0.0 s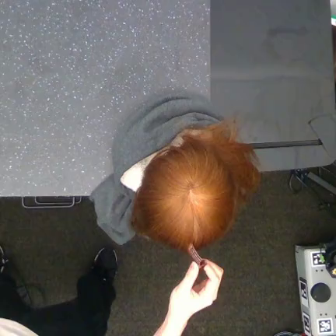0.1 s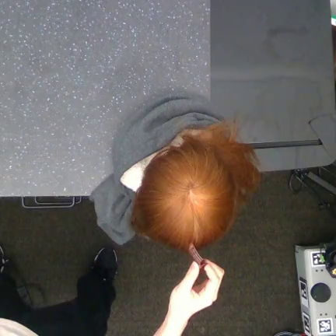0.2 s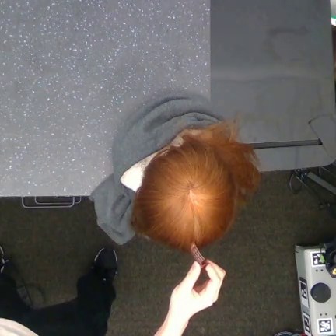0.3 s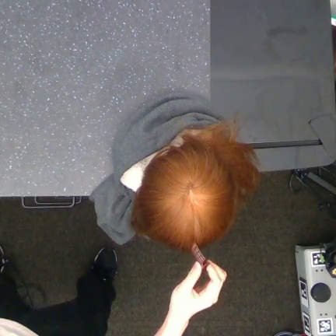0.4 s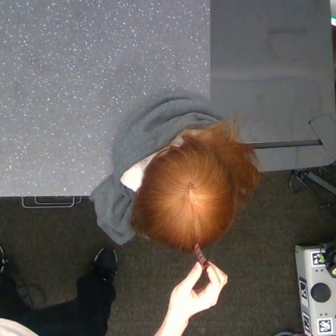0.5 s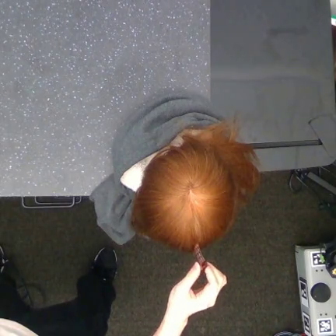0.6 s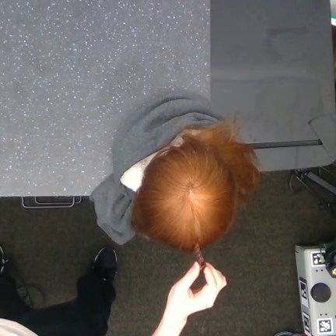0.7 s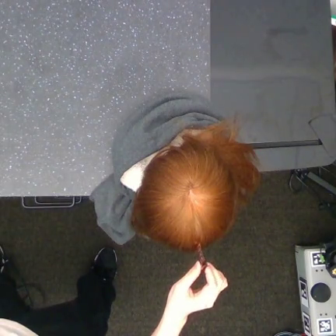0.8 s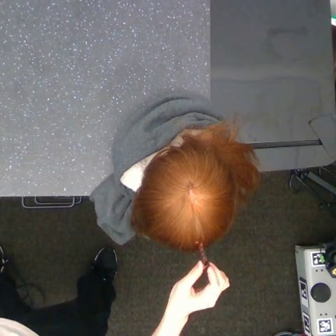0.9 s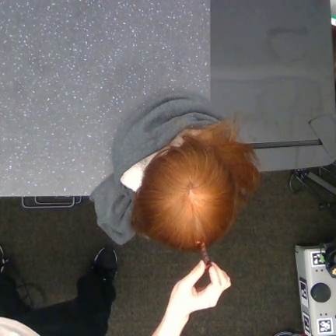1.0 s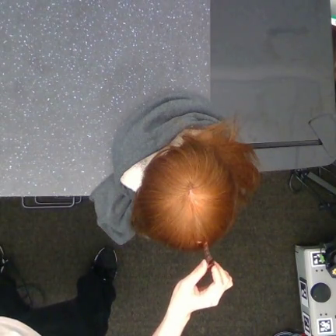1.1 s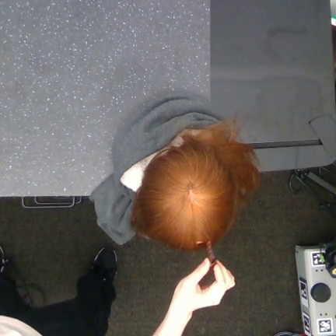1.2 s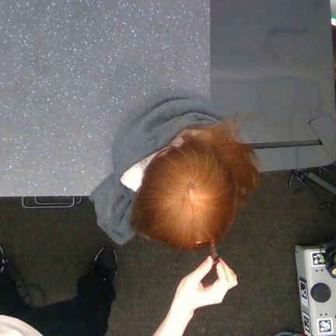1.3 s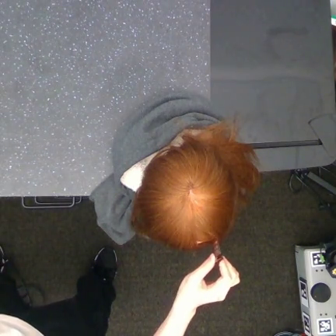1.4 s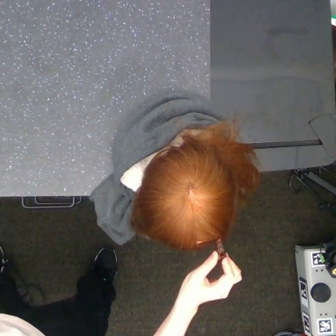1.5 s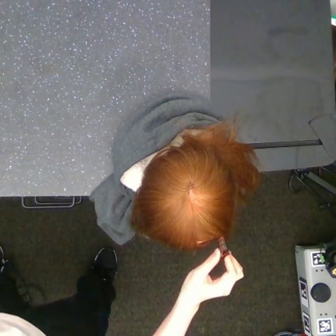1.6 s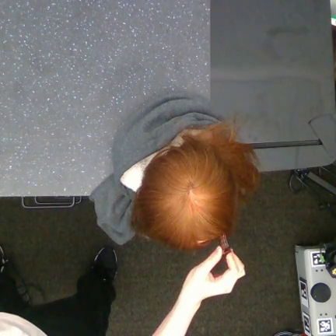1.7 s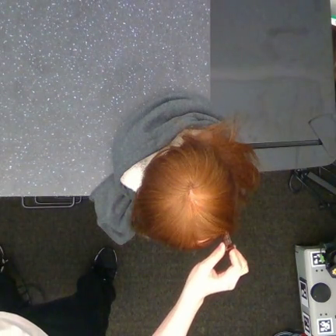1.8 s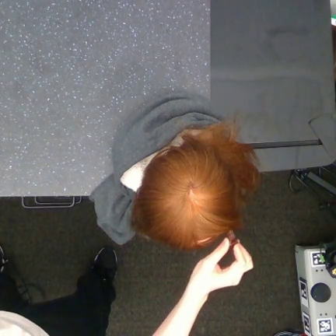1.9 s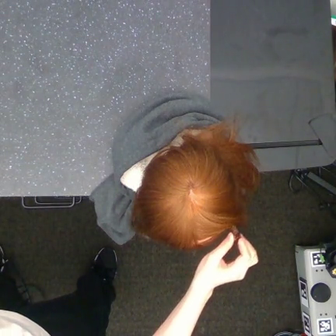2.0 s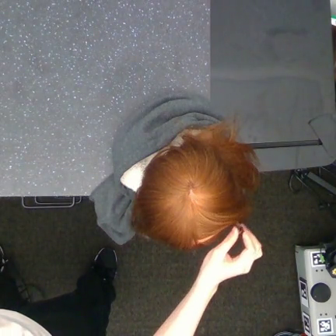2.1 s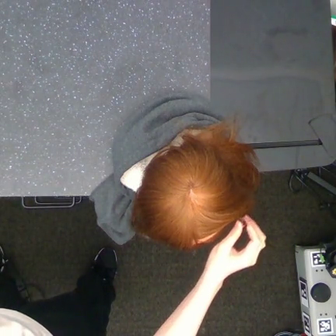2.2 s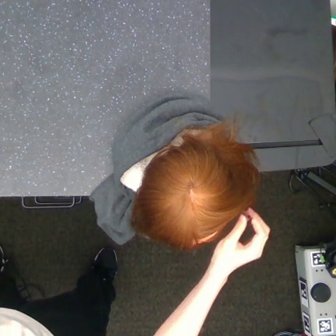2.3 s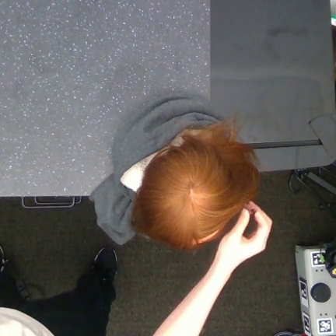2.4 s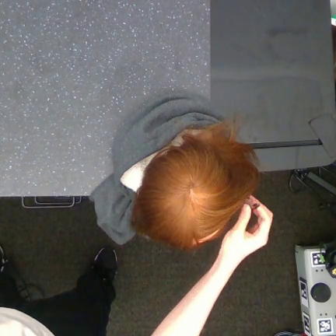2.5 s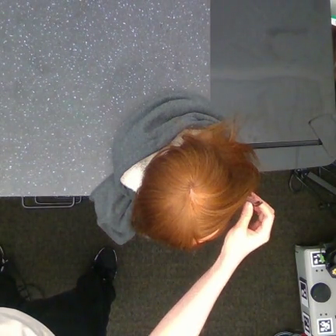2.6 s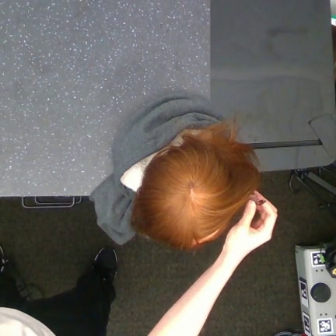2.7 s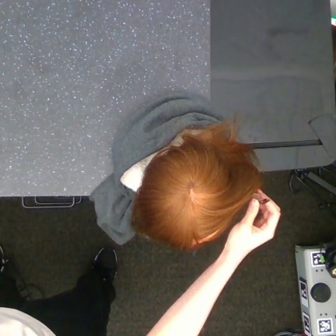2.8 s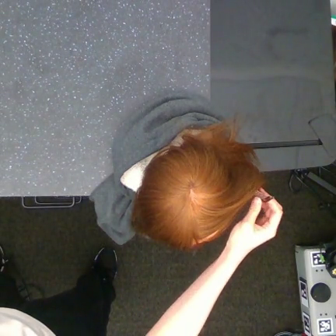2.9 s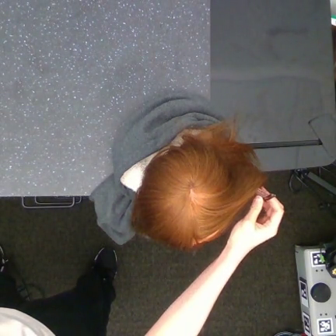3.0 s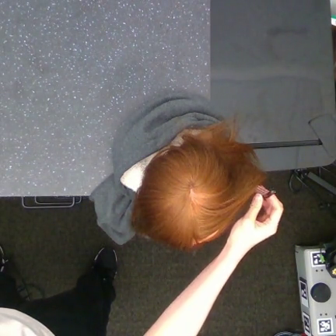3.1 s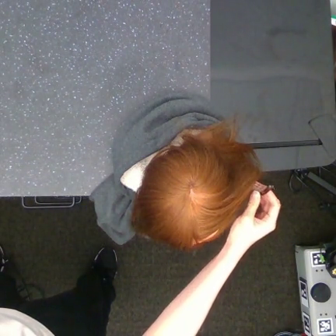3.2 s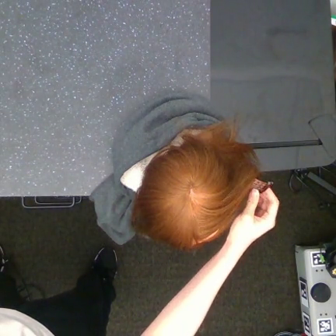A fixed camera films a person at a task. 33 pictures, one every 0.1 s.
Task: part hair.
0.0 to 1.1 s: The hand moves only a little.
1.1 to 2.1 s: The hand goes upward and to the right.
2.1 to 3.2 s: The hand goes upward.
